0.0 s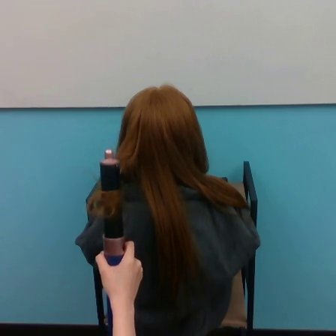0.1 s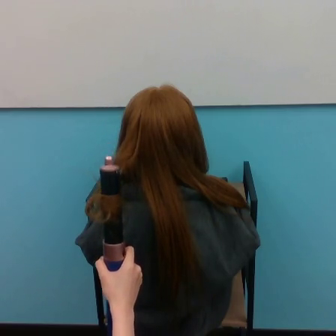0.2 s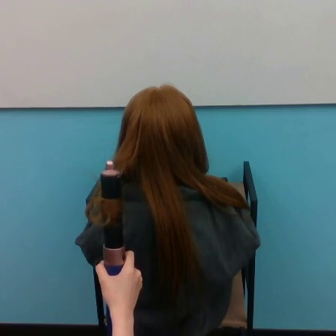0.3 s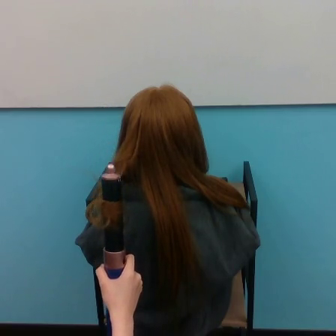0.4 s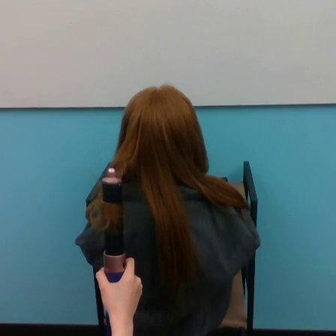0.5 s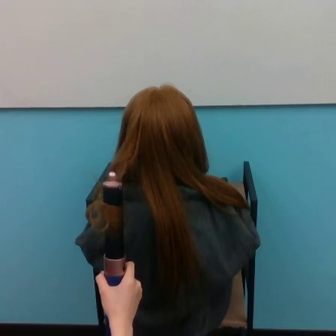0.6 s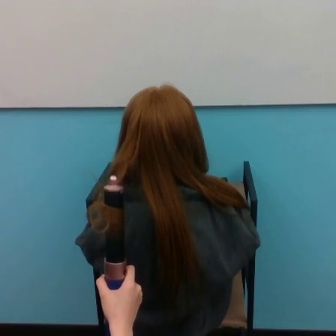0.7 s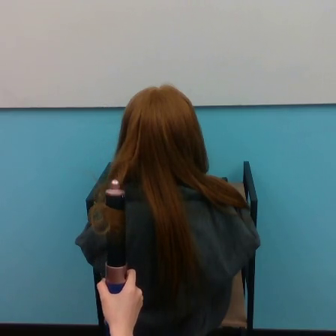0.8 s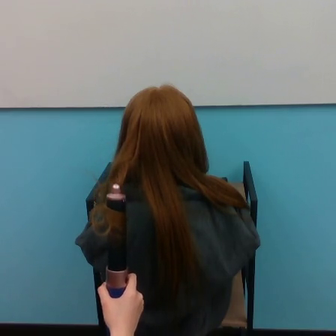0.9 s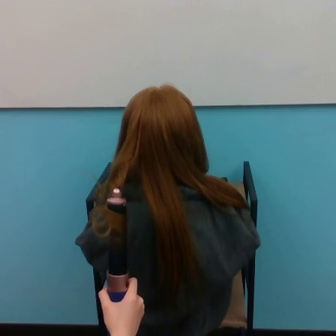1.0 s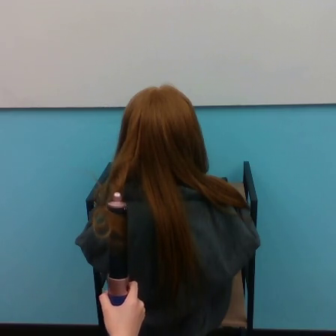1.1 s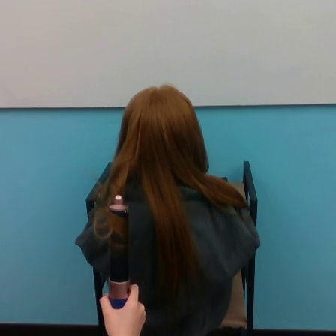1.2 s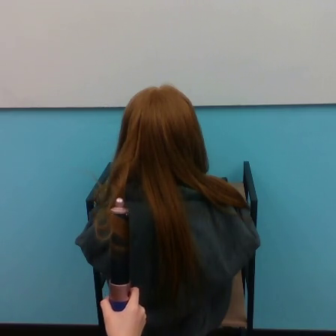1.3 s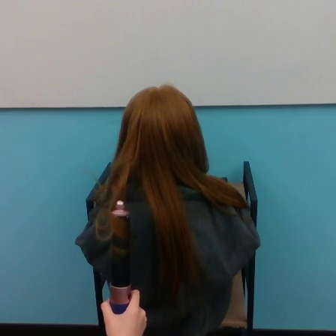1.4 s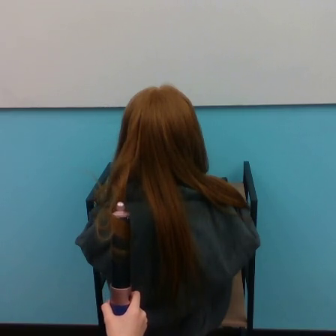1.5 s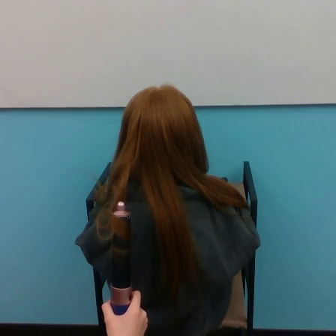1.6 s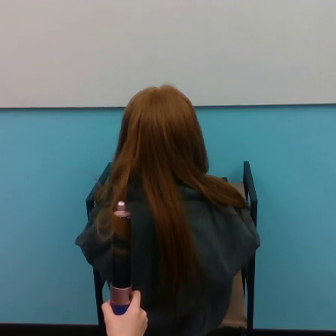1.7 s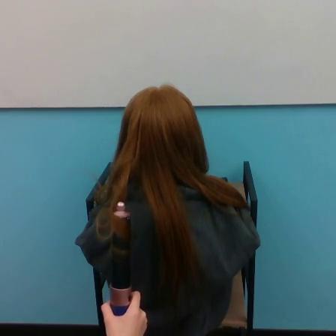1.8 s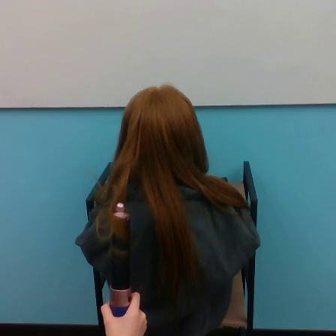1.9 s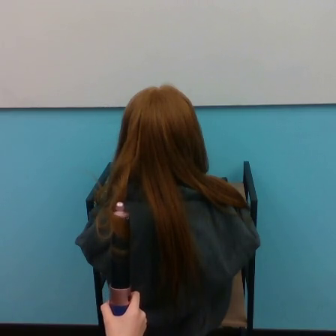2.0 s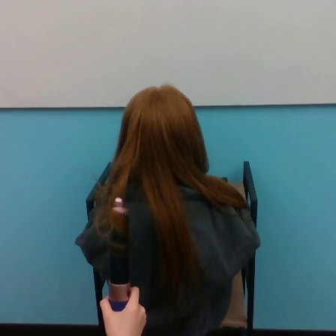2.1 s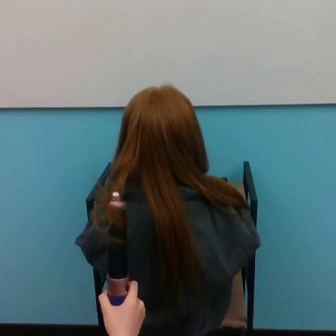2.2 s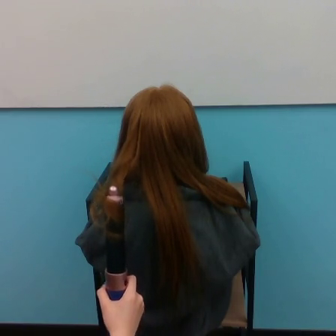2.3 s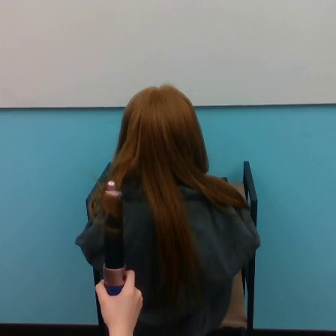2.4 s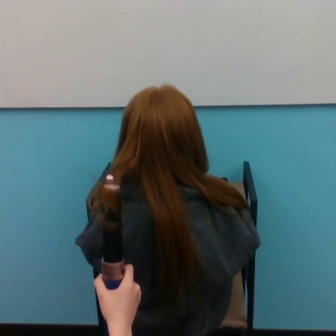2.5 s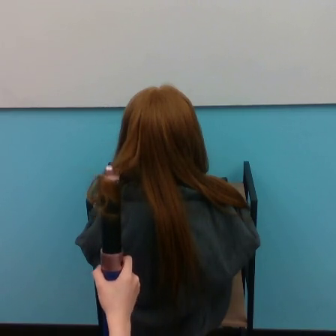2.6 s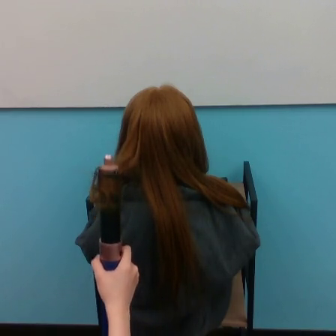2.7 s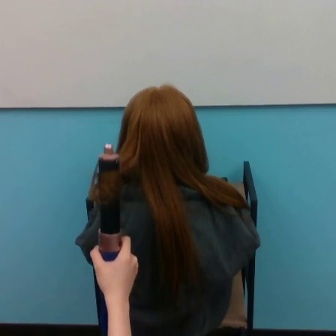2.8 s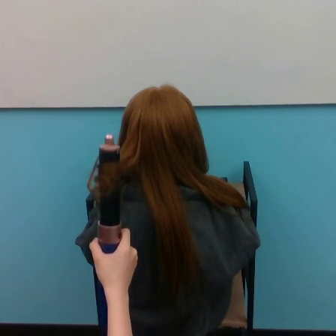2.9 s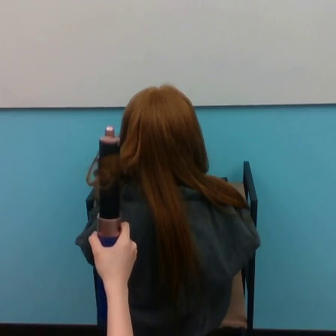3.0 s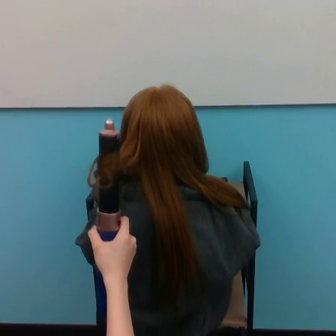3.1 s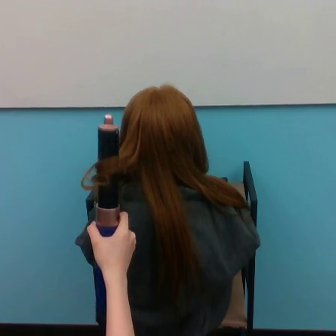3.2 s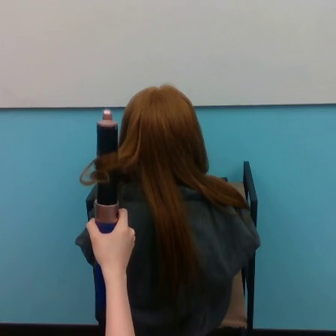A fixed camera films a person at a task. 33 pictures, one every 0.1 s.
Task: curl hair.
0.0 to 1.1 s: The hand goes downward.
1.1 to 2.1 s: The hand stays where it is.
2.1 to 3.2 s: The hand goes upward.
